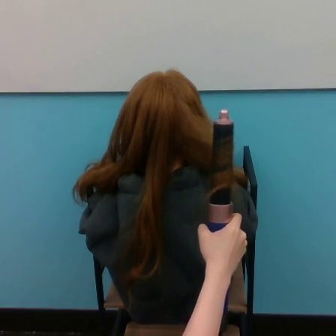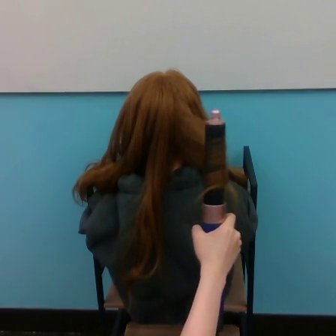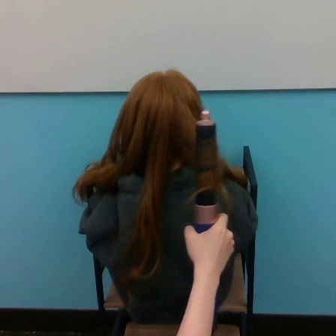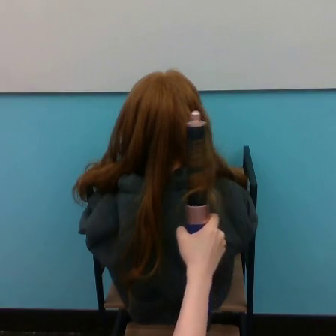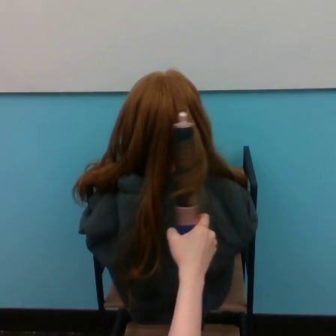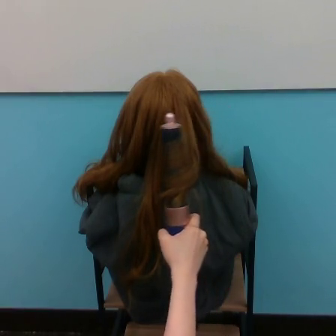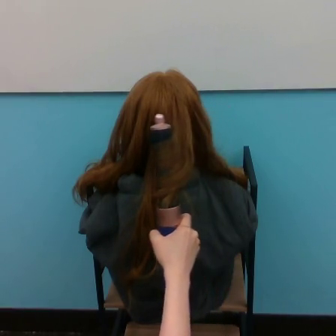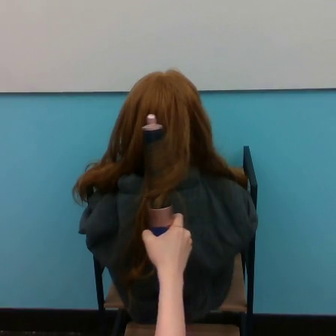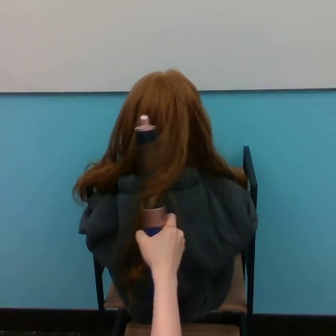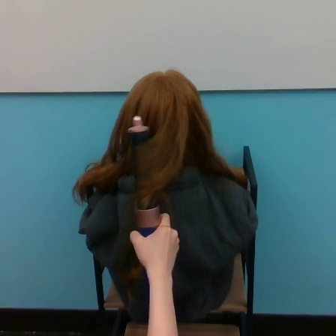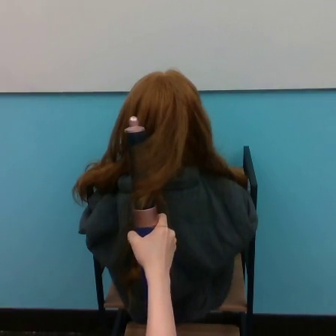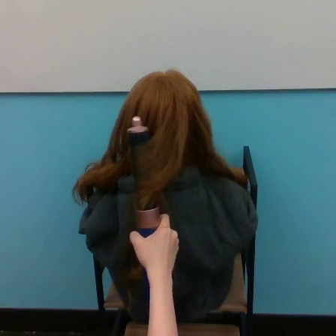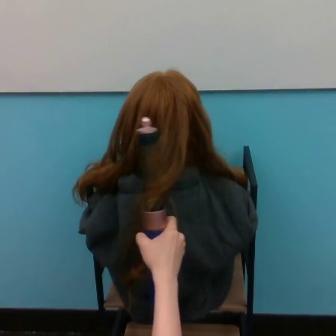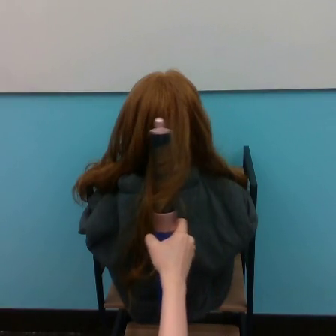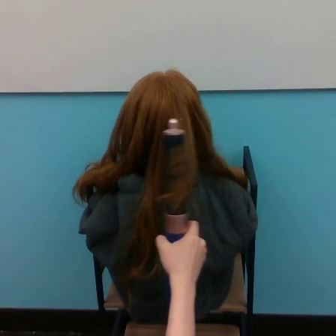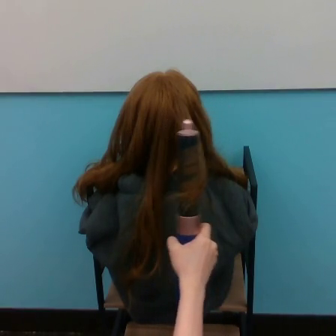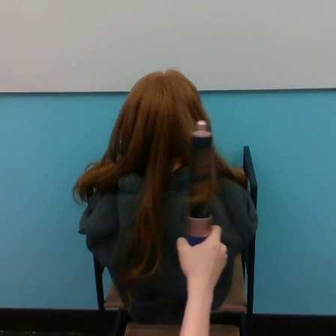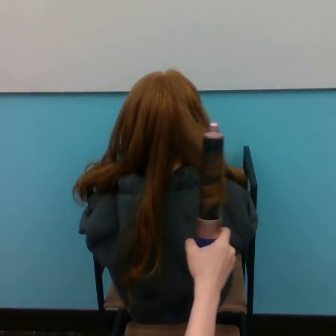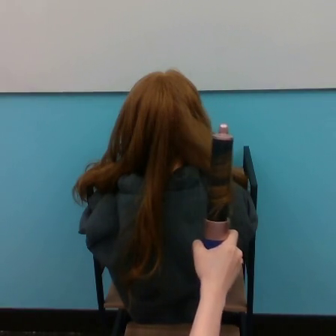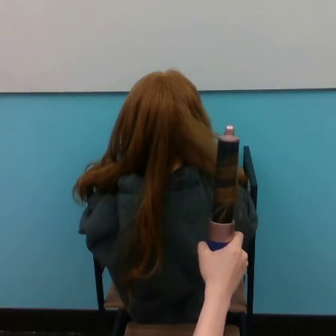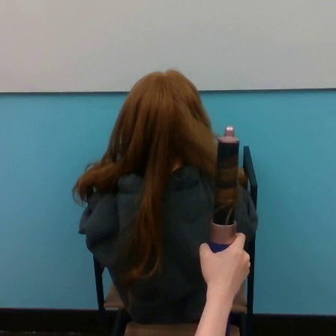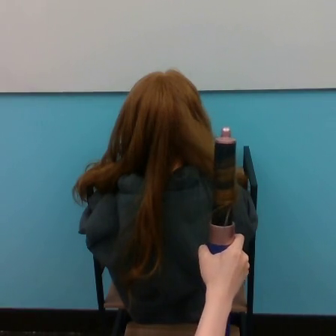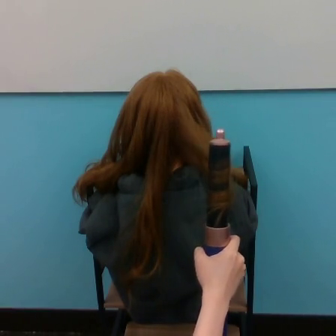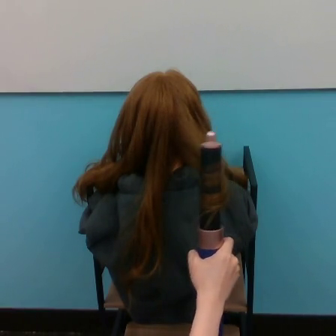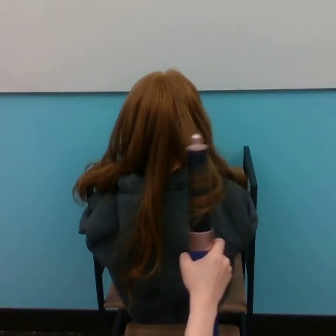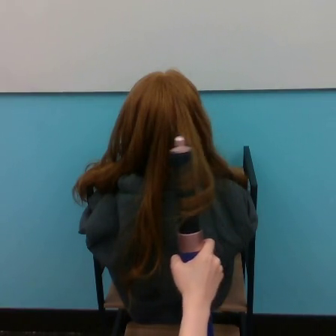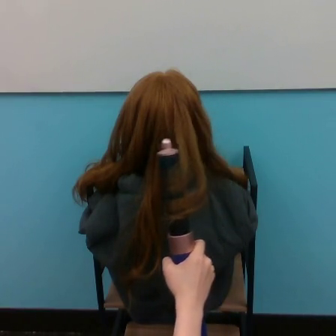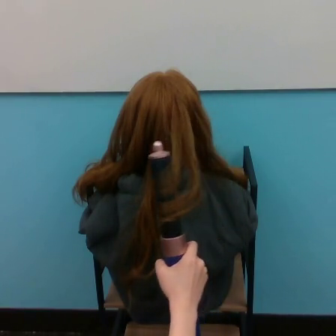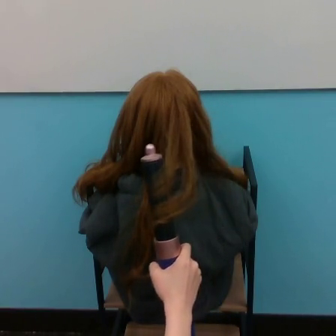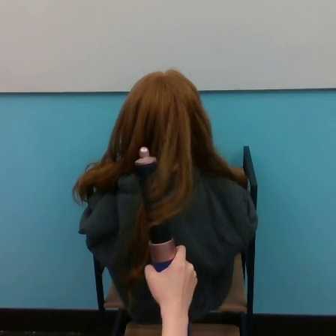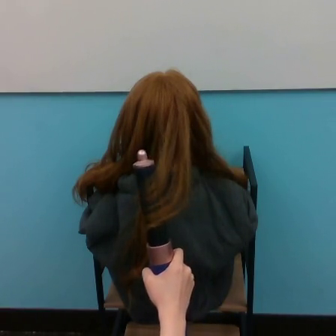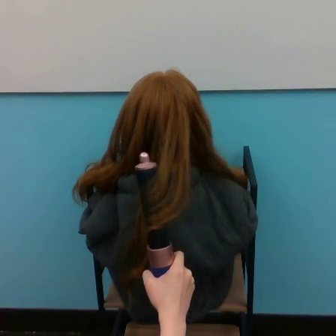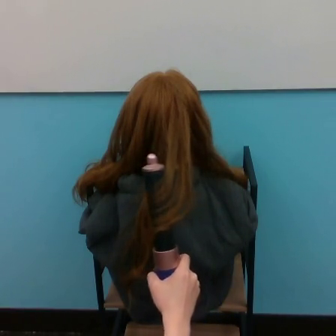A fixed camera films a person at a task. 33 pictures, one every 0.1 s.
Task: curl hair.
0.0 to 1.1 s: The hand goes to the left.
1.1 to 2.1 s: The hand goes to the right.
2.1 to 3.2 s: The hand goes to the left.
